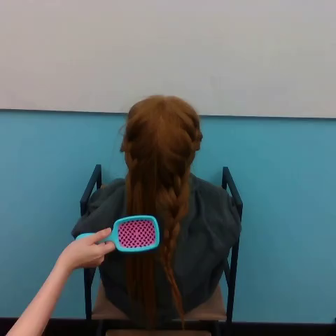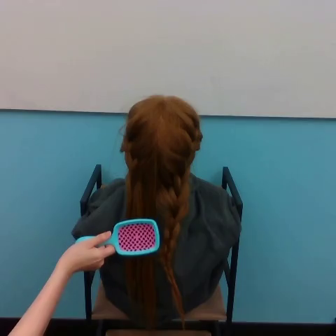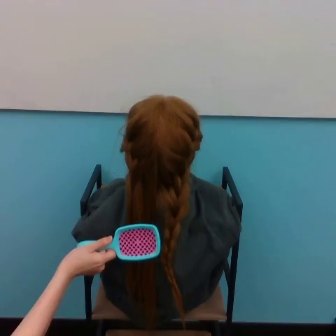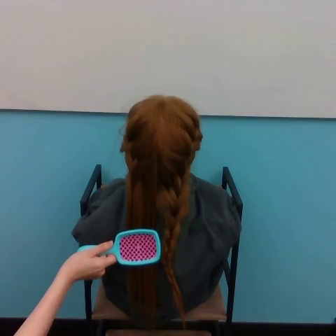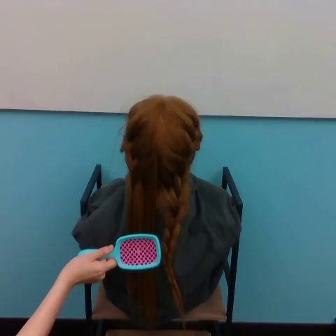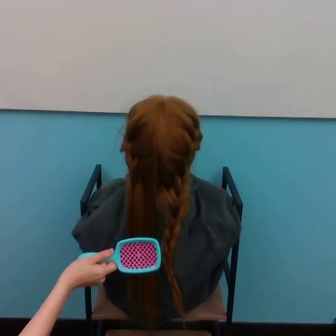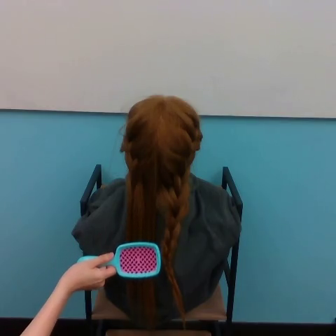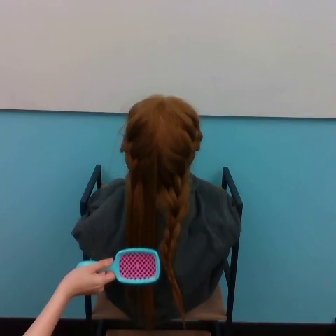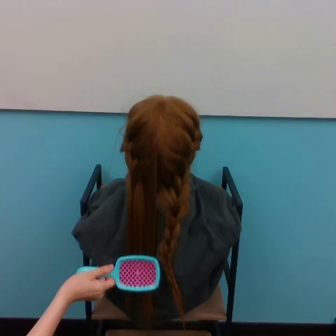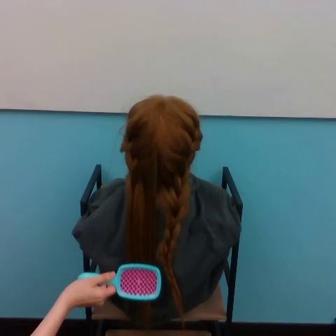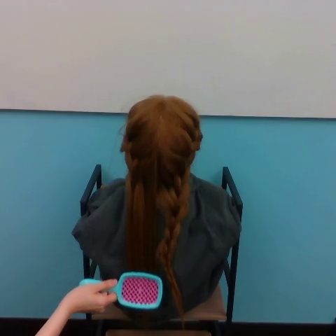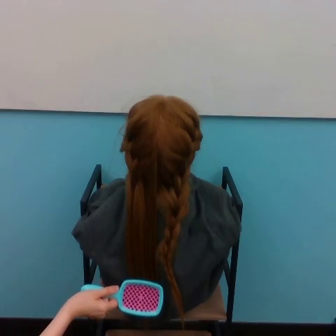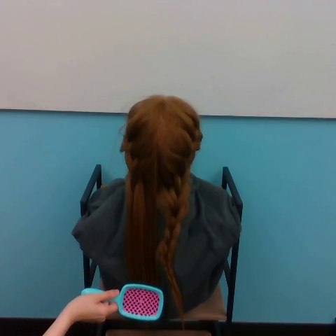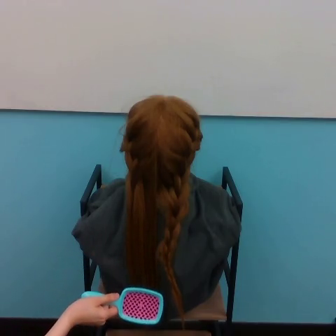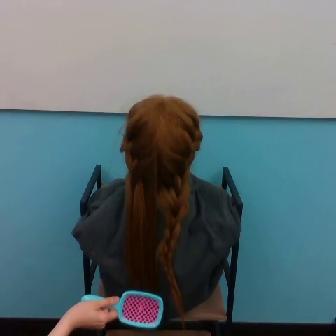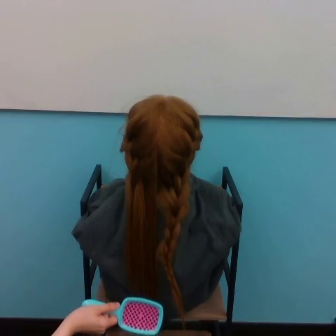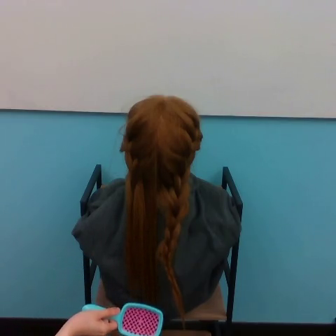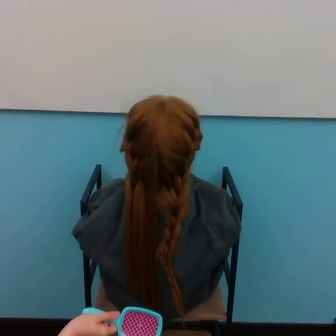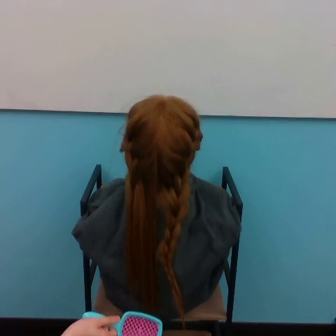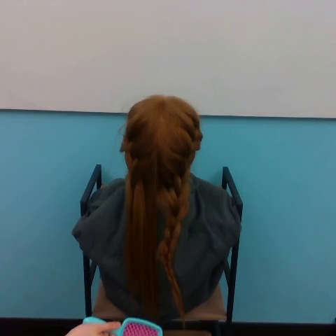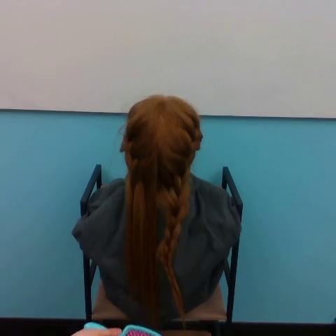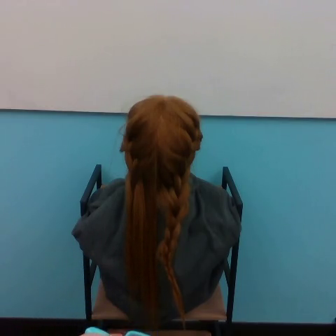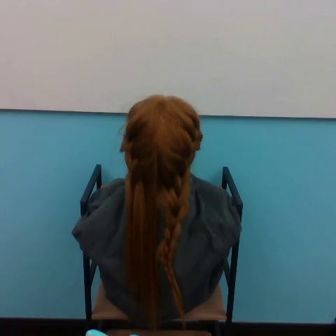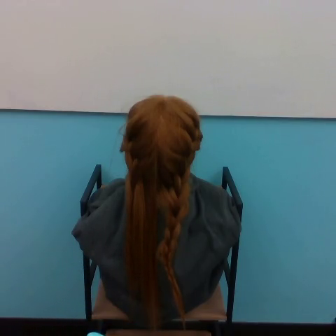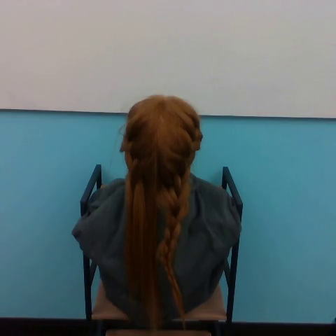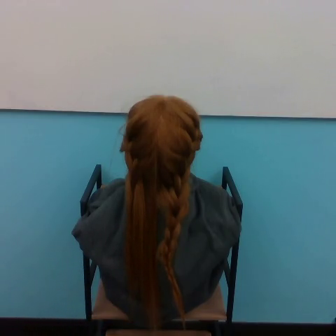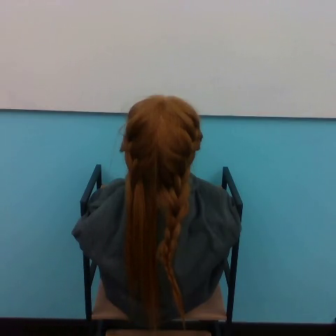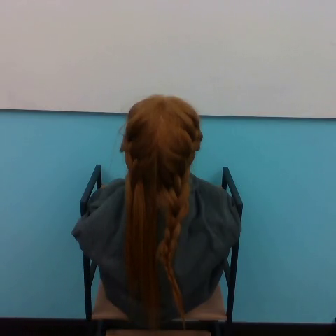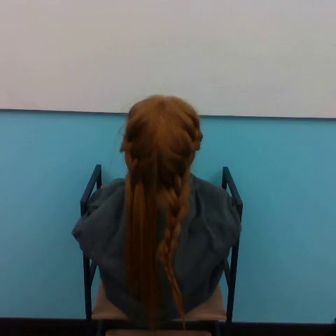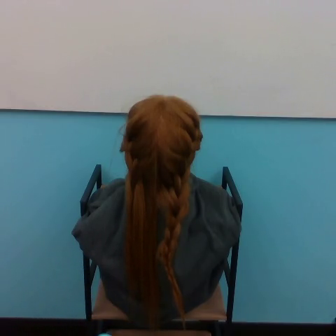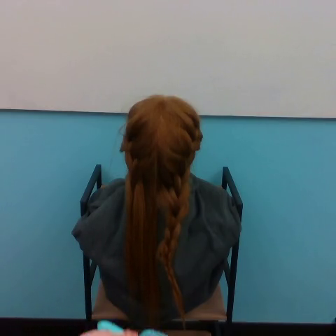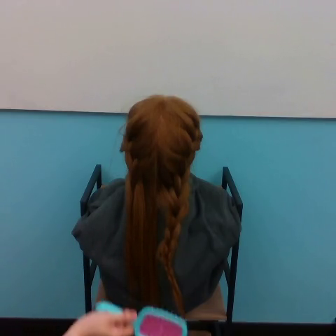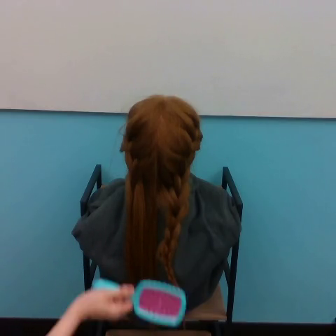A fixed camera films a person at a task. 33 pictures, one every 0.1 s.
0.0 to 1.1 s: The hand goes downward.
1.1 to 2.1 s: The hand goes downward.
2.1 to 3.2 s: The hand goes upward.
Task: brush hair.
